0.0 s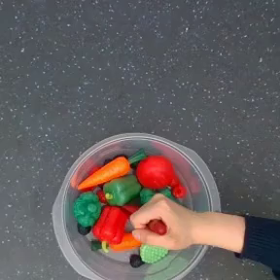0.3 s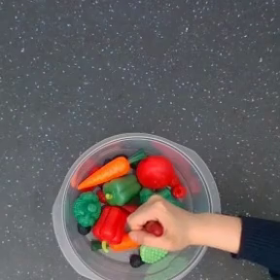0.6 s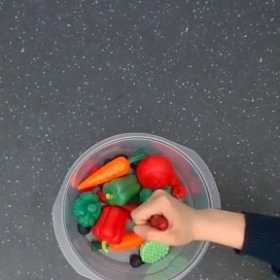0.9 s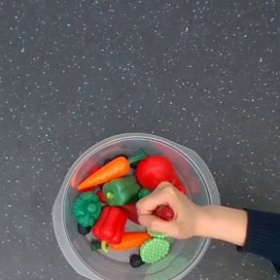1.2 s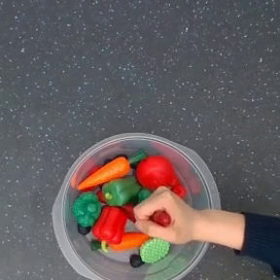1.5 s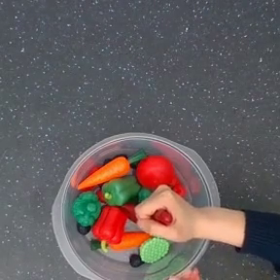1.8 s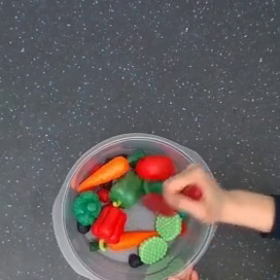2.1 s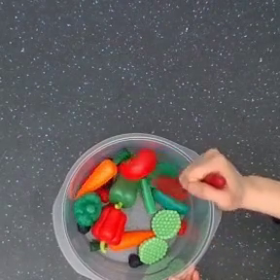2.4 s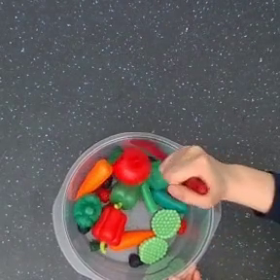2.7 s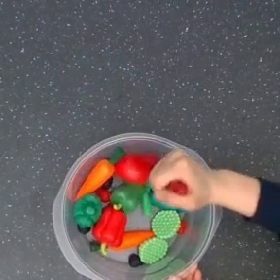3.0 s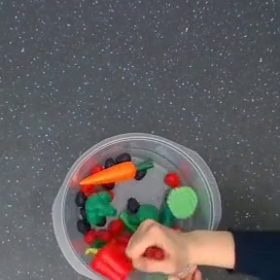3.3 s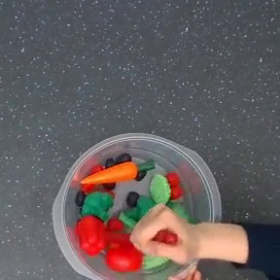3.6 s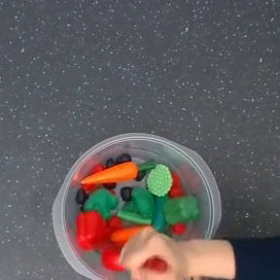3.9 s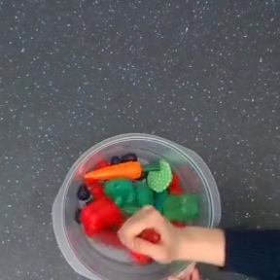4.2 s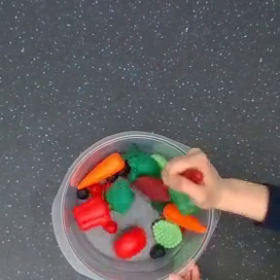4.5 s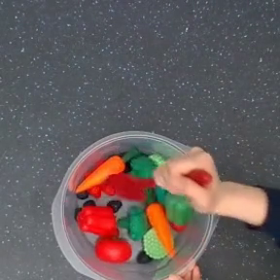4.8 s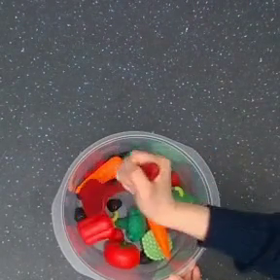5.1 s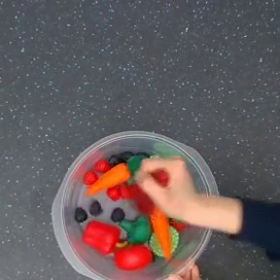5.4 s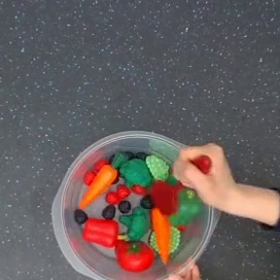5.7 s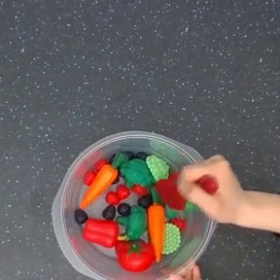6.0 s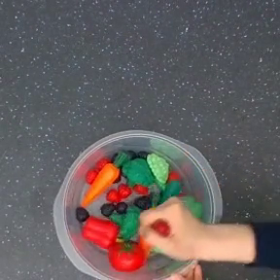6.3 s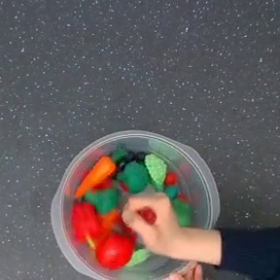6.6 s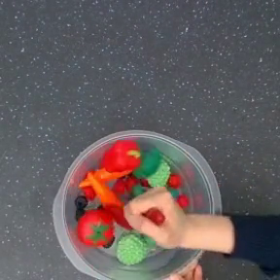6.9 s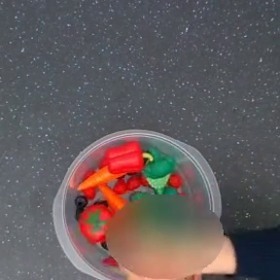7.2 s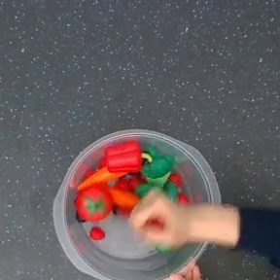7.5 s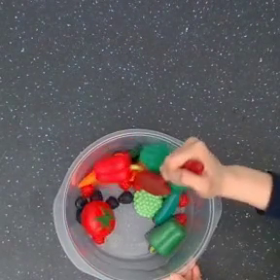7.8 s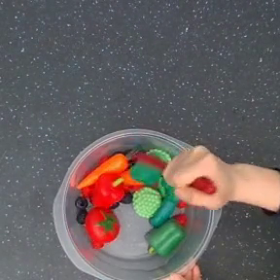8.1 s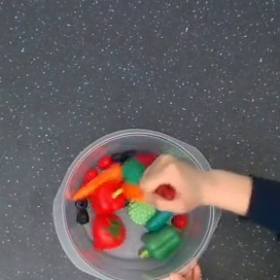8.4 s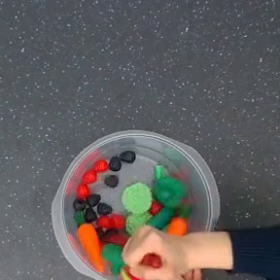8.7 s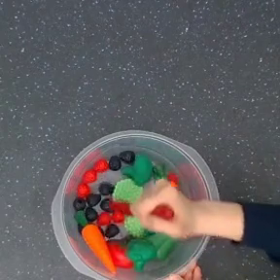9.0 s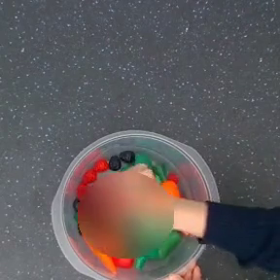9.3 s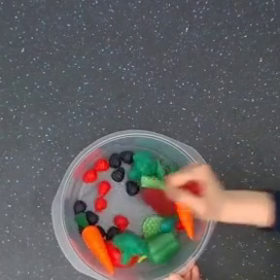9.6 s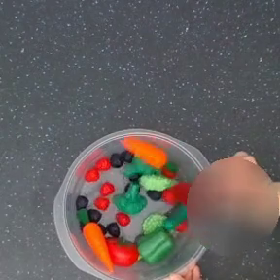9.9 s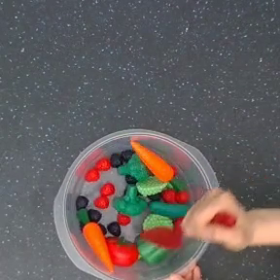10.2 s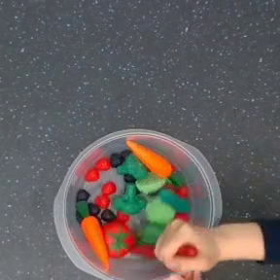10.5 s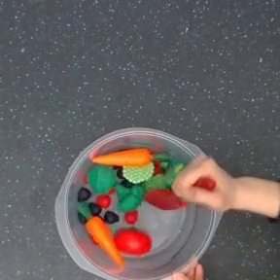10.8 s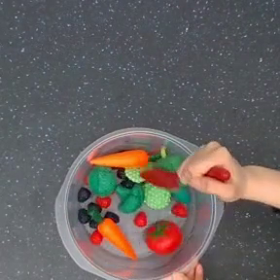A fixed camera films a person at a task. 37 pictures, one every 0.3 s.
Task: stir.
Motion: move closer to the top right part of the bowl and move farther from that point, repeating this sequence 5 times.
0.0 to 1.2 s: The hand moves only a little.
1.2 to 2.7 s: The hand goes to the right and upward, then to the left.
2.7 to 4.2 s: The hand goes downward, then upward and to the right.
4.2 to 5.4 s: The hand goes to the left, then to the right.
5.4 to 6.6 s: The hand goes downward and to the left.
6.6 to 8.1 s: The hand goes upward and to the right, then to the left and downward.
8.1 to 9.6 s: The hand goes to the right.
9.6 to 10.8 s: The hand goes downward and to the left, then upward.
